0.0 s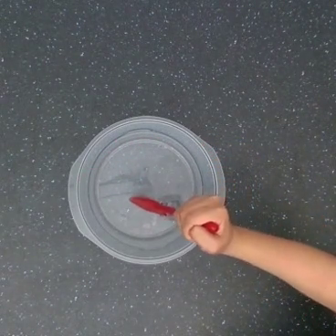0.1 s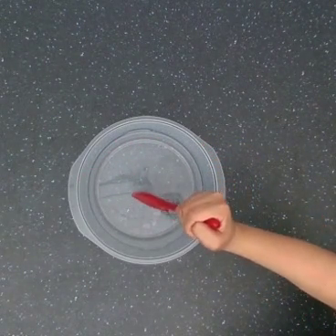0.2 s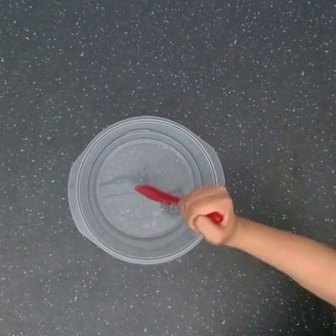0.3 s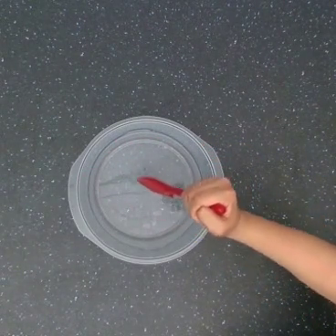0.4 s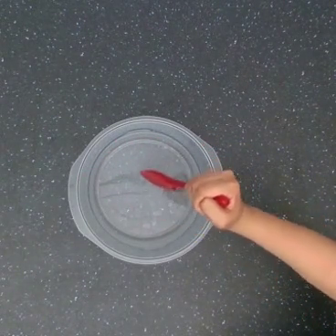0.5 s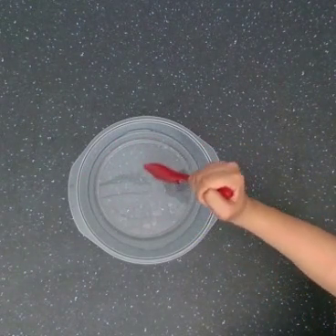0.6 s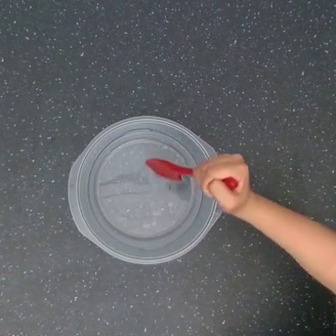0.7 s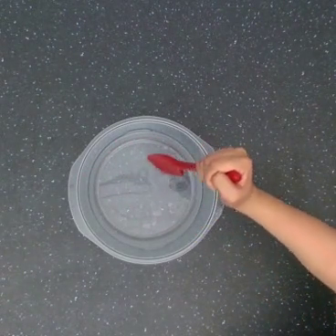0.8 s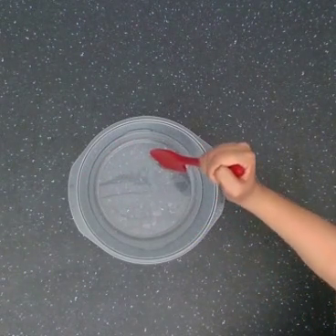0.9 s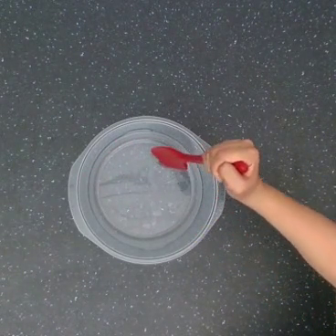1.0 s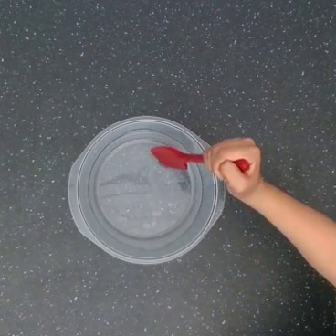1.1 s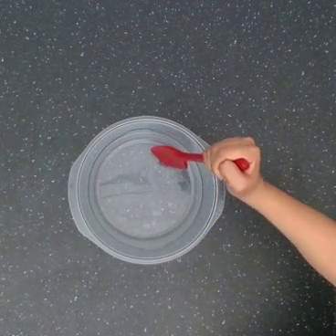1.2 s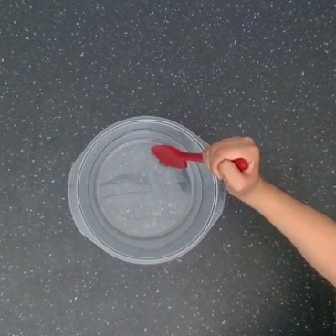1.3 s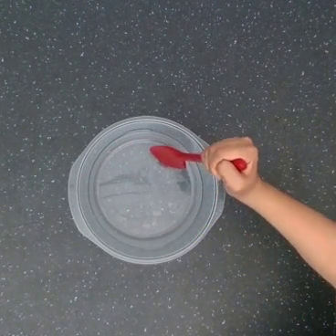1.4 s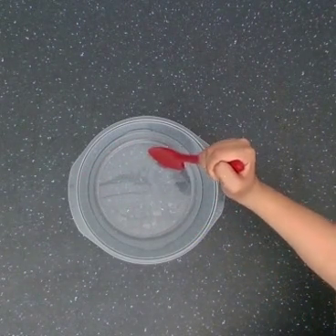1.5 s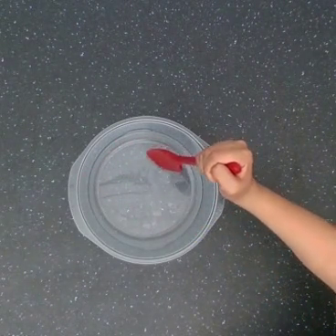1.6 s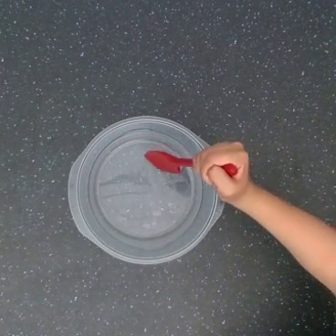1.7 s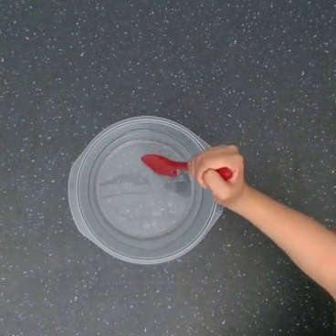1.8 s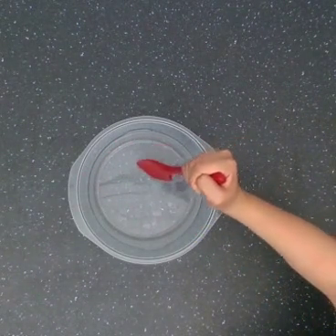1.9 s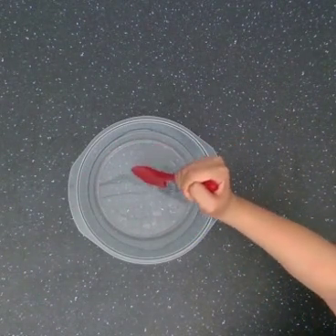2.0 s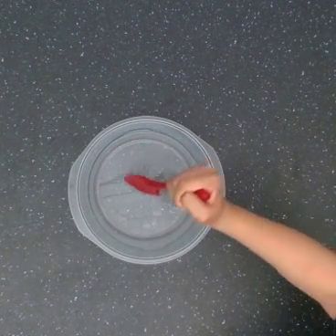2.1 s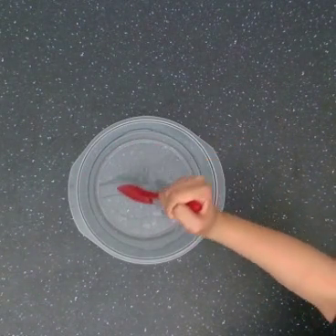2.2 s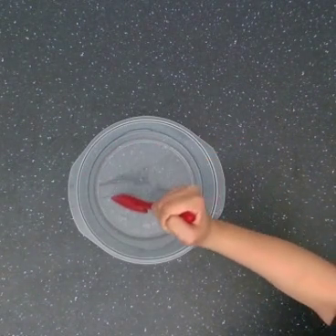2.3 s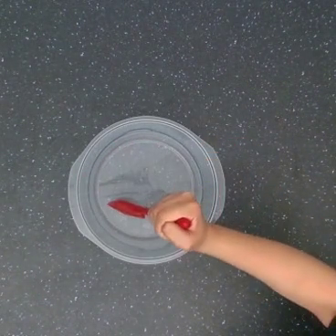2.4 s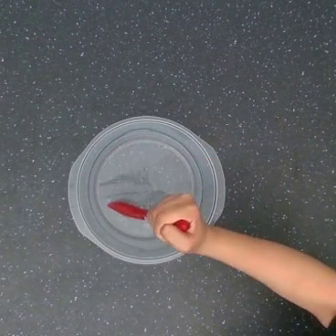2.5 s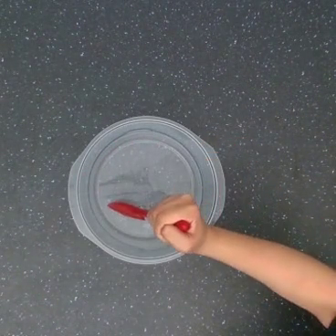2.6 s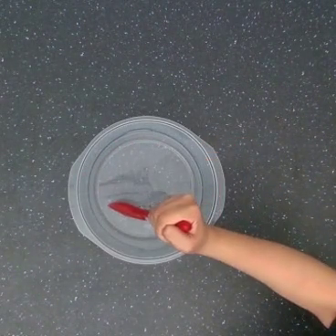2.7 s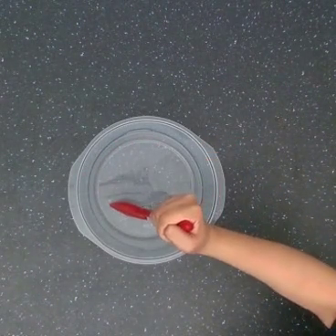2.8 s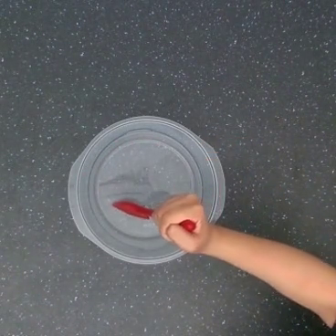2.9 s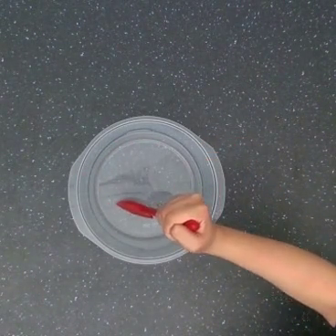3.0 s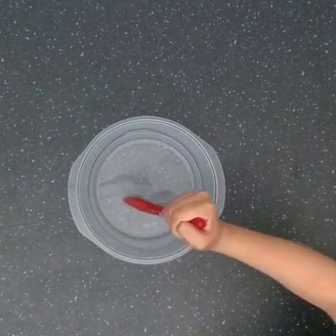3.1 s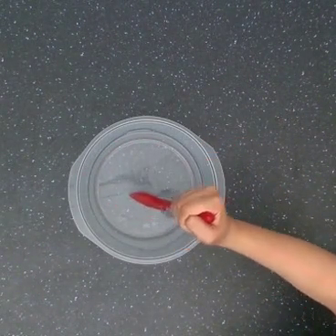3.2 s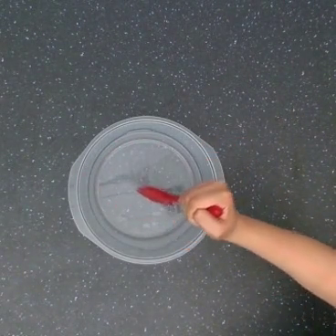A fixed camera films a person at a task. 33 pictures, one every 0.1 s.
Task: stir.
0.0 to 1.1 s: The hand goes upward and to the right.
1.1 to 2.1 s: The hand goes to the left and downward.
2.1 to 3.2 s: The hand goes to the right, on a counterclockwise arc.
